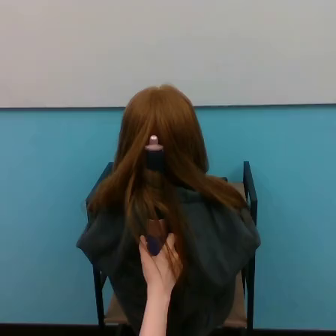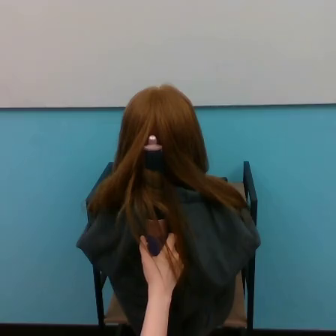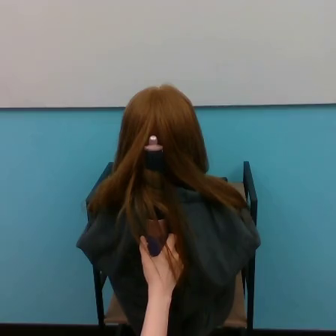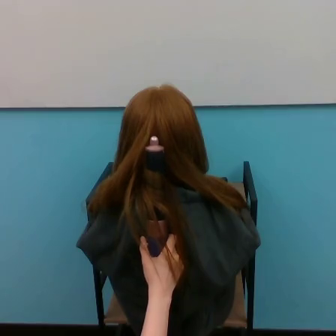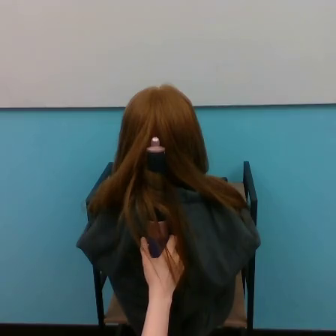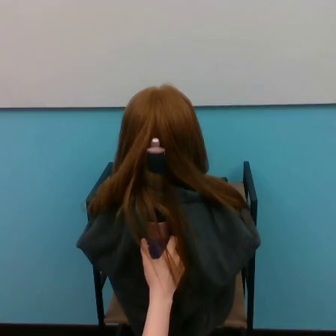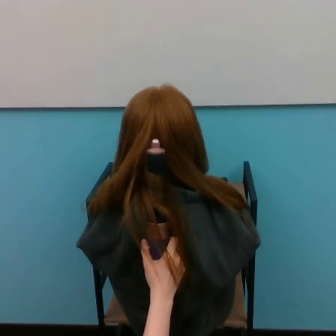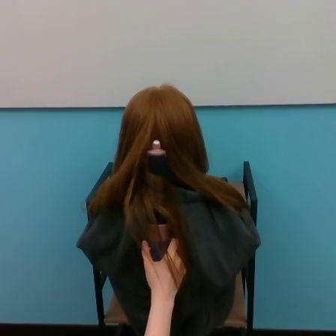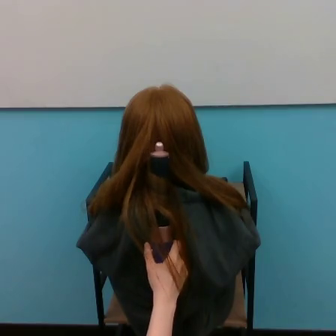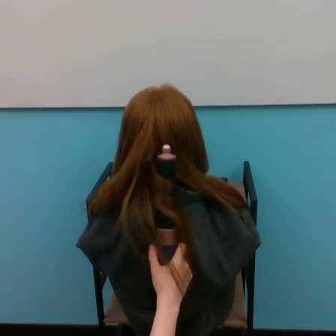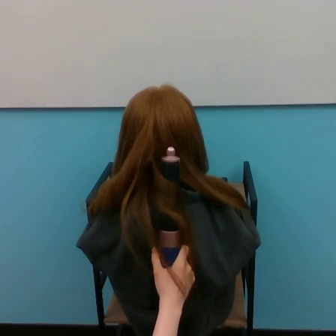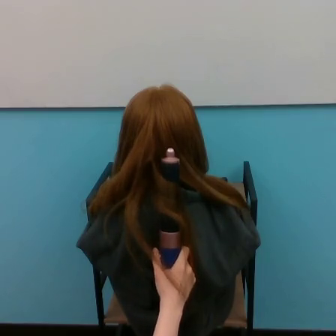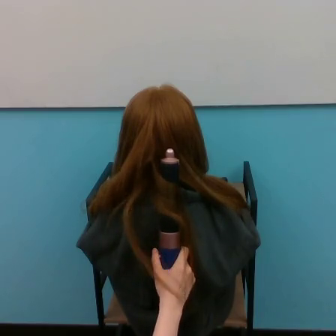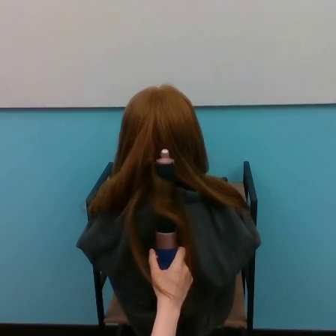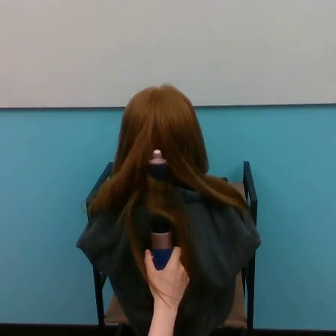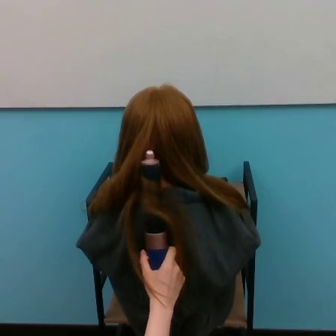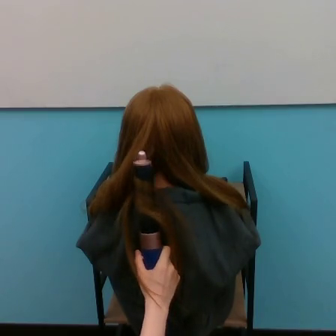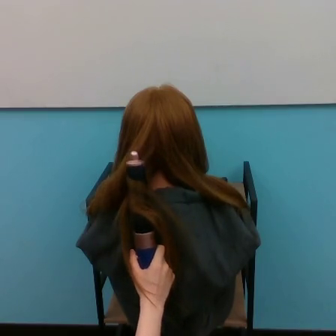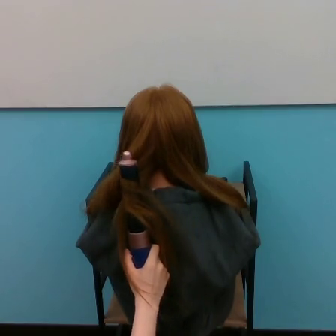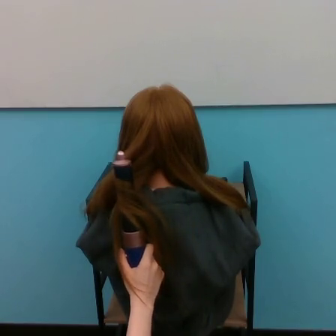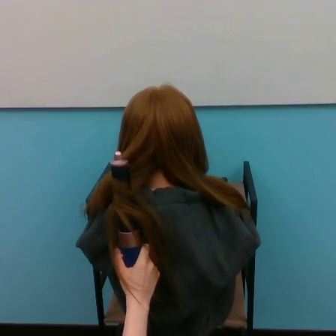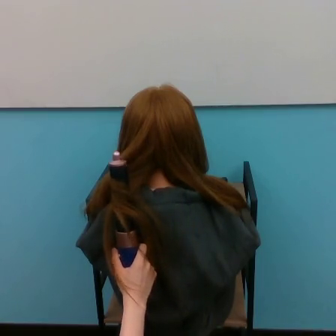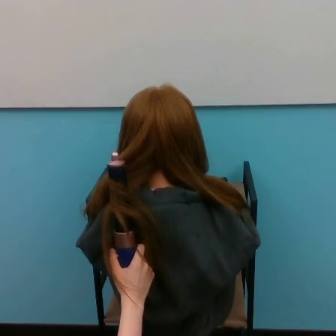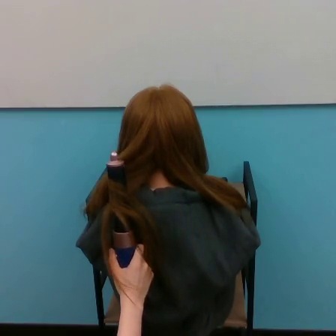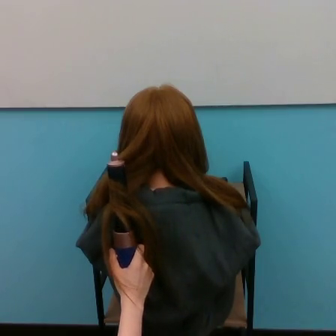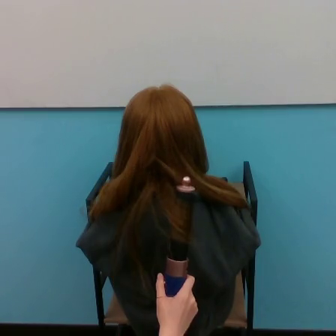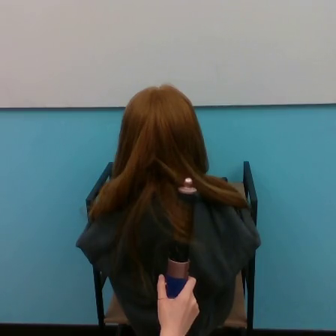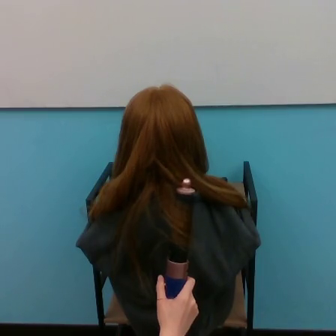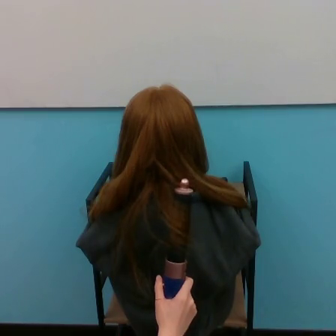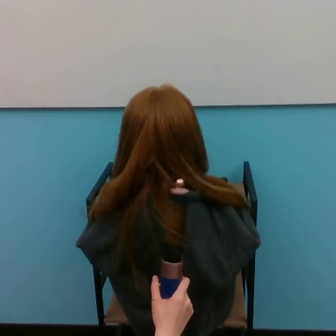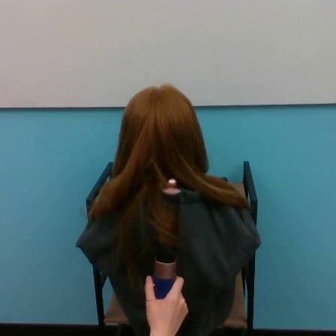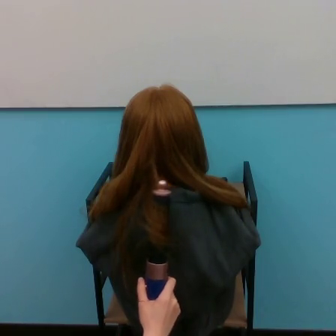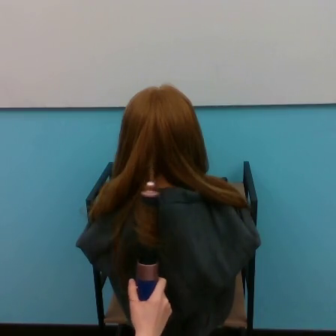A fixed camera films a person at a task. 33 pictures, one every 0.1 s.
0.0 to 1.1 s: The hand goes to the right.
1.1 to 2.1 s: The hand goes to the left.
2.1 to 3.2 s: The hand goes to the right and downward, then to the left.
Task: curl hair.
